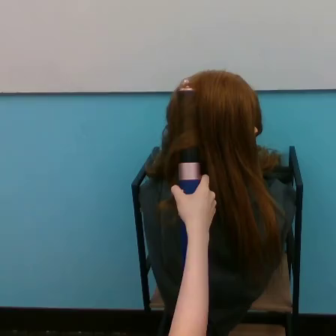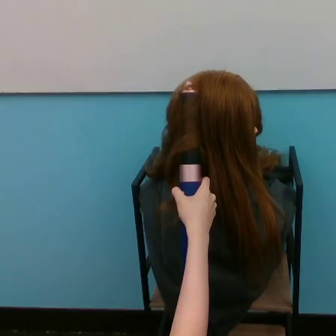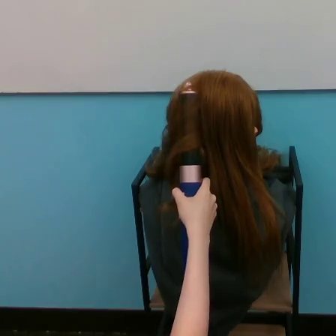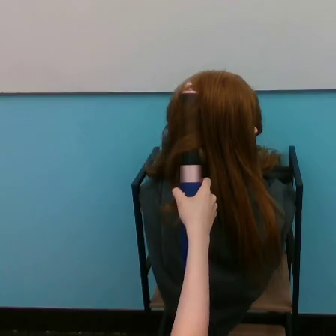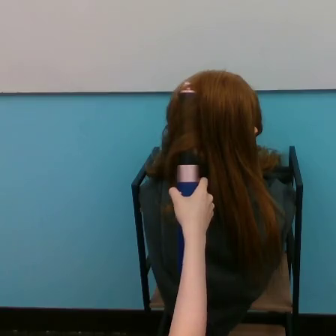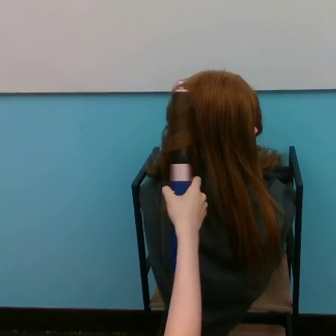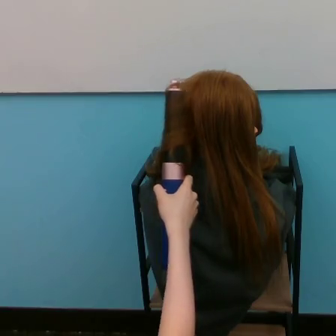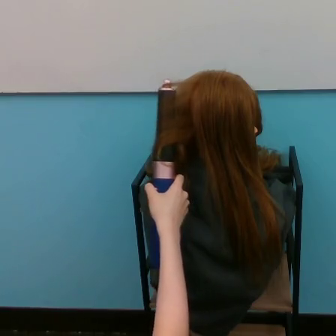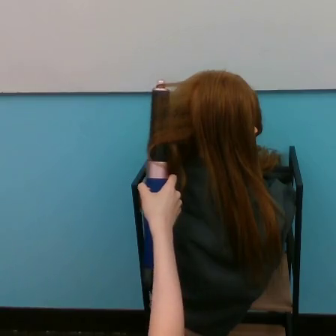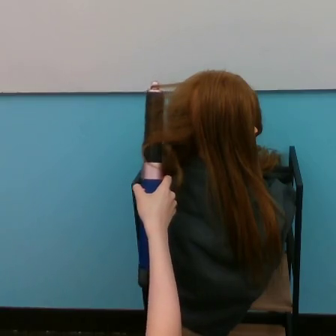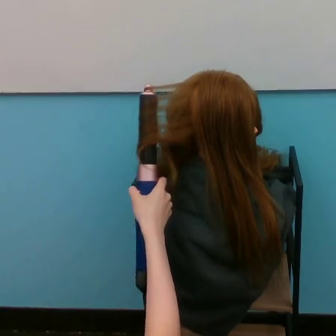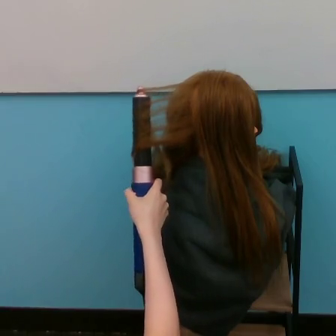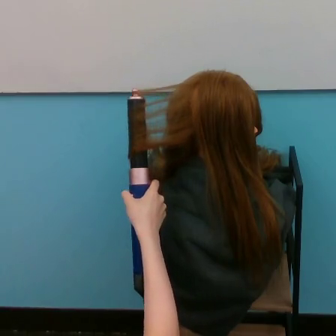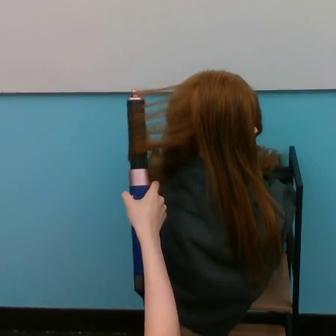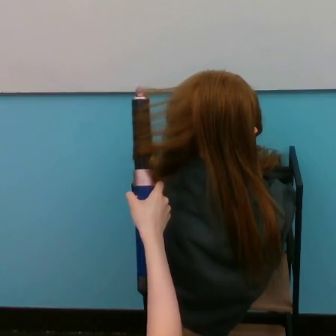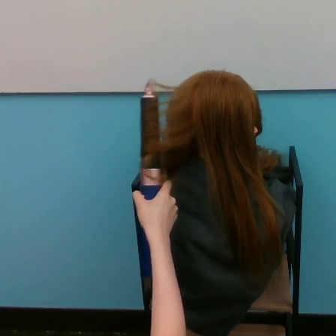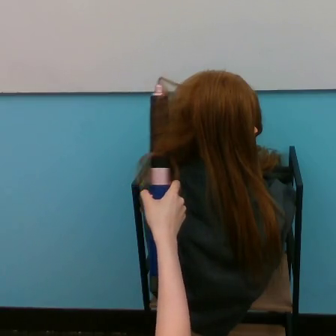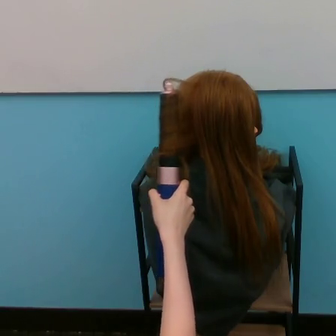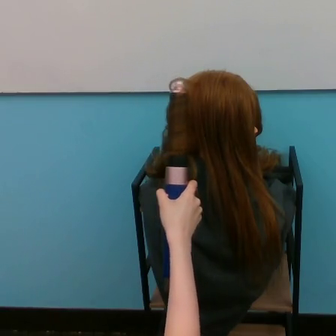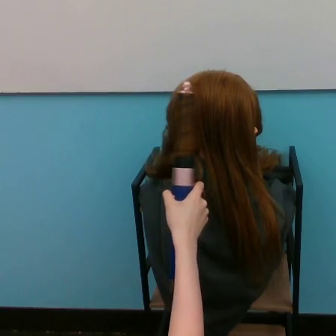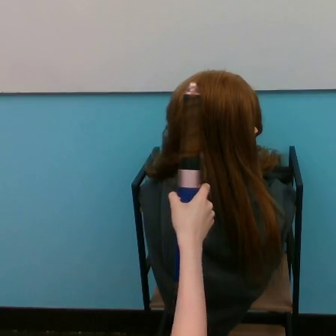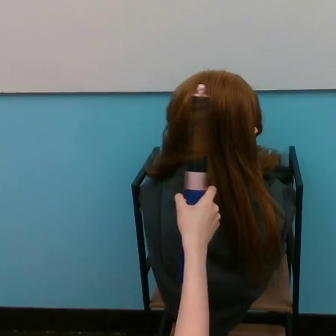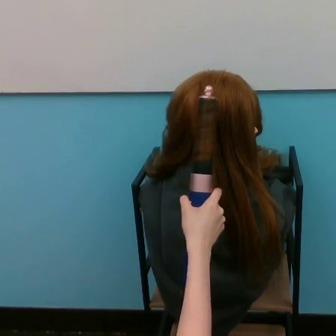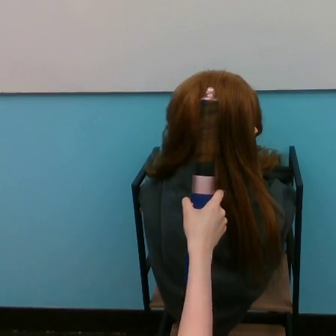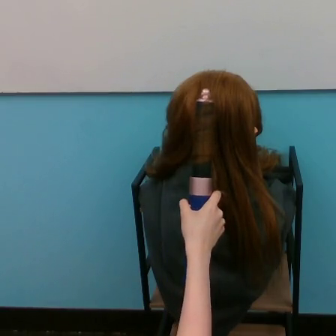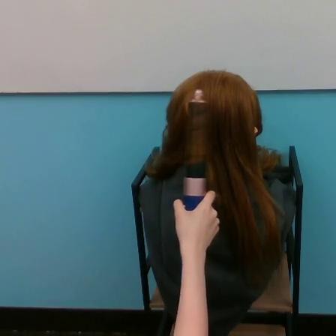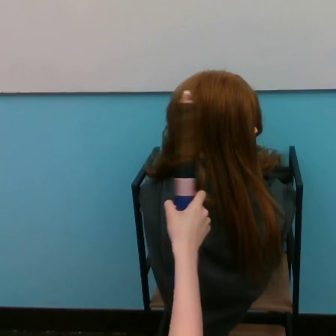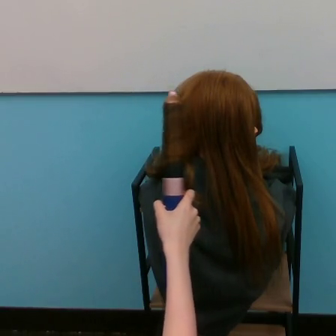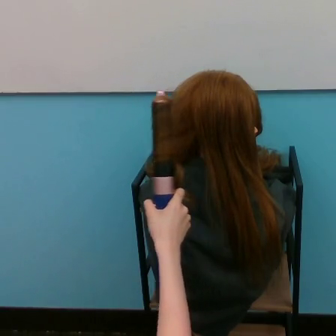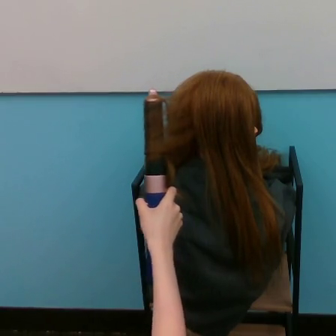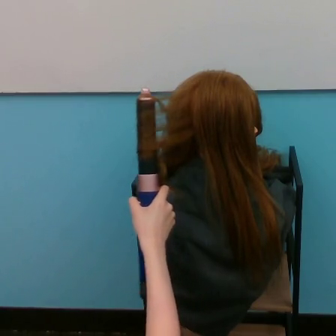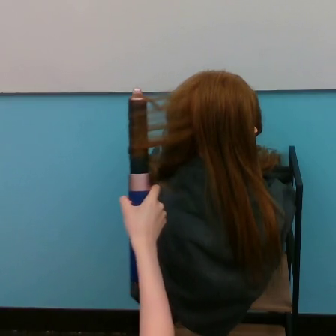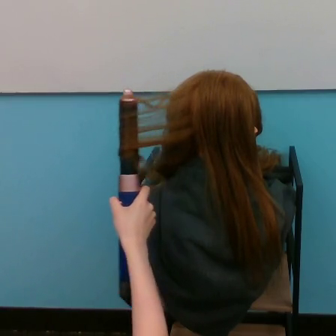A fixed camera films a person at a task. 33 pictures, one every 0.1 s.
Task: curl hair.
0.0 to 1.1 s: The hand goes to the left.
1.1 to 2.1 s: The hand goes to the right.
2.1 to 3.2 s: The hand goes to the left.
